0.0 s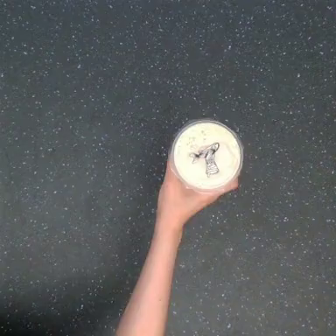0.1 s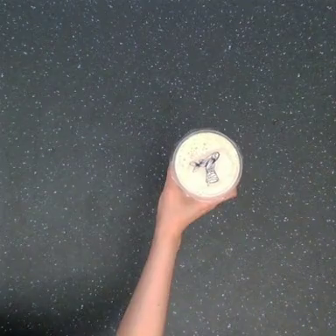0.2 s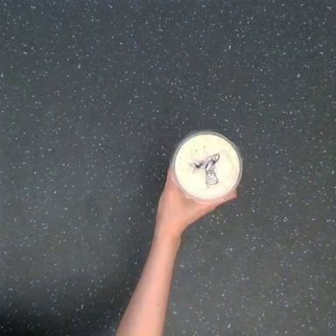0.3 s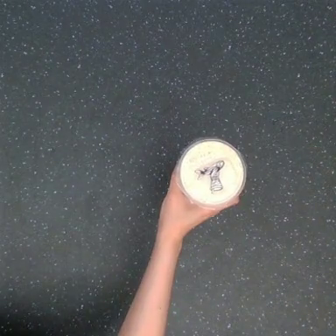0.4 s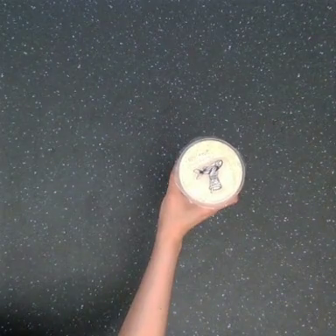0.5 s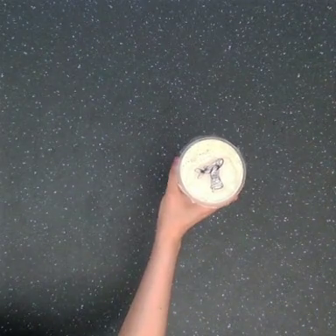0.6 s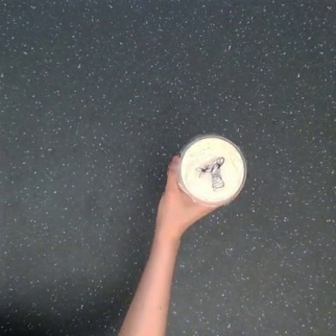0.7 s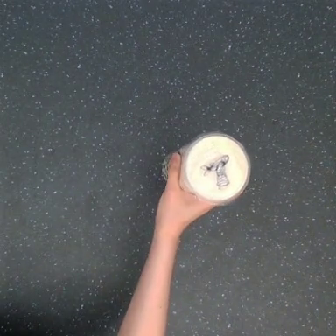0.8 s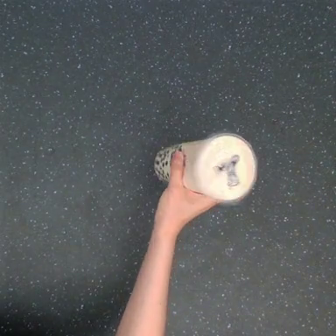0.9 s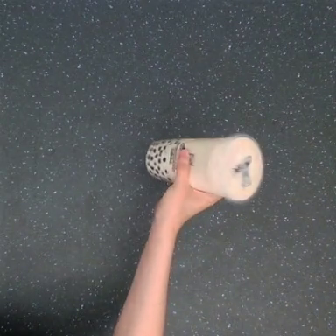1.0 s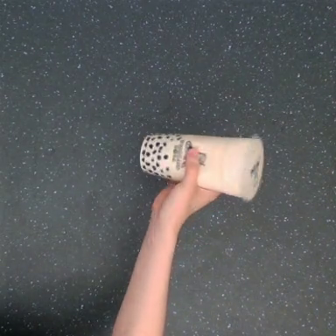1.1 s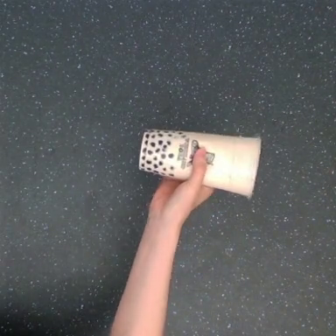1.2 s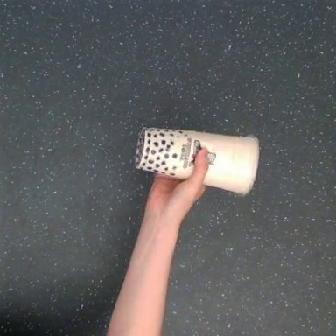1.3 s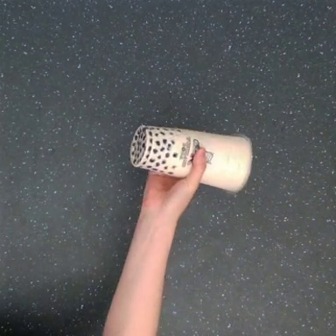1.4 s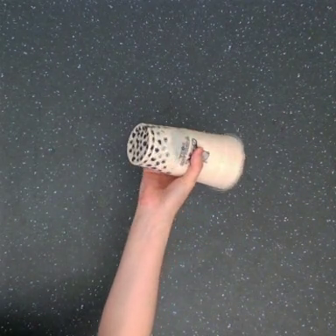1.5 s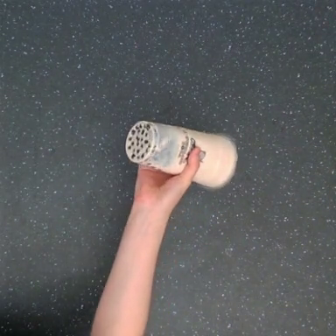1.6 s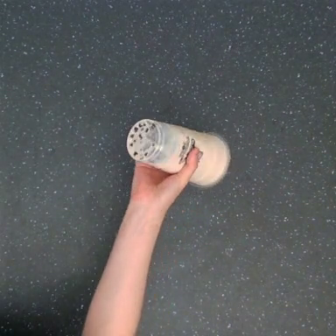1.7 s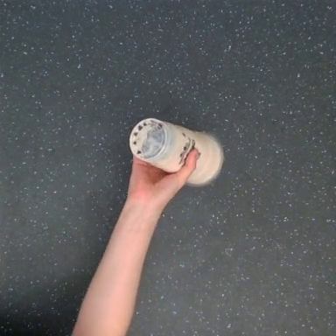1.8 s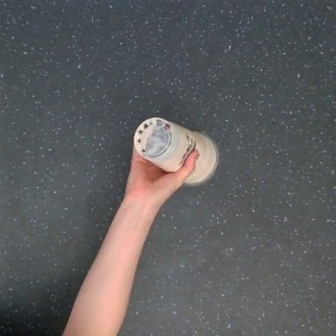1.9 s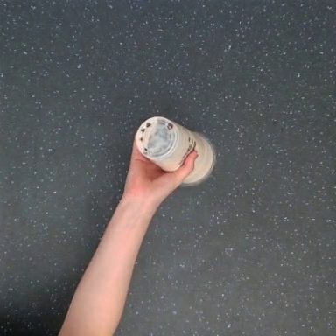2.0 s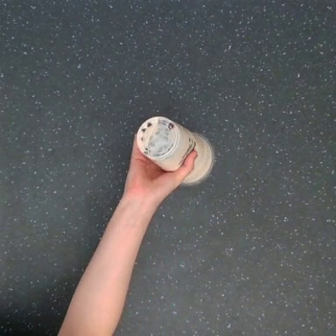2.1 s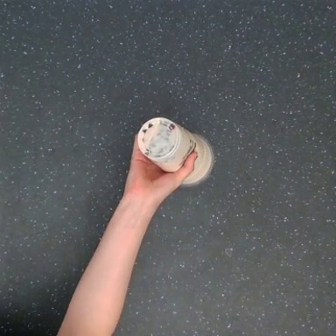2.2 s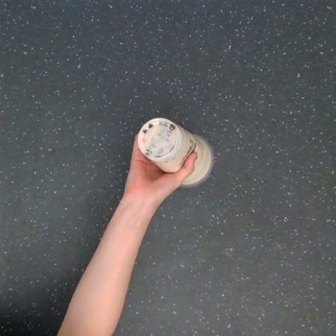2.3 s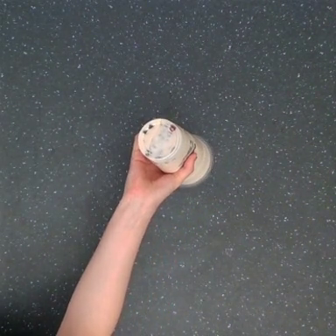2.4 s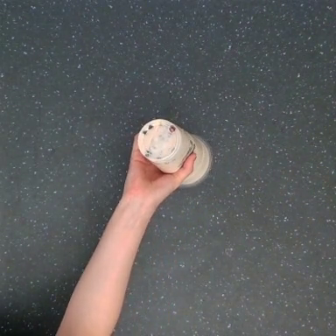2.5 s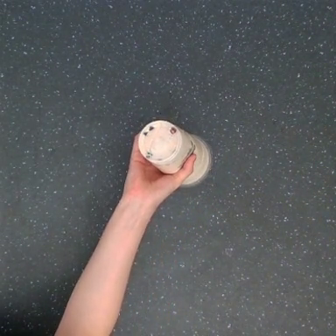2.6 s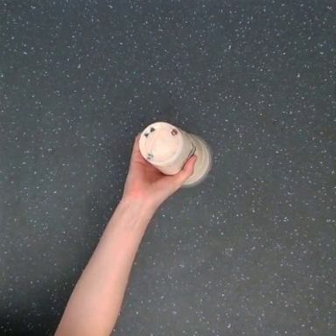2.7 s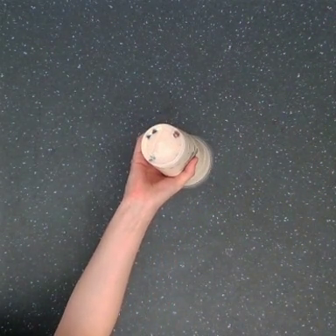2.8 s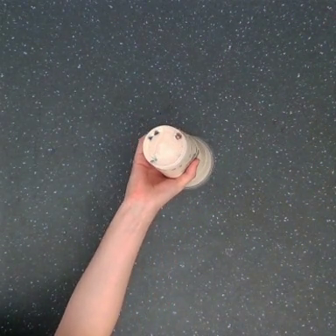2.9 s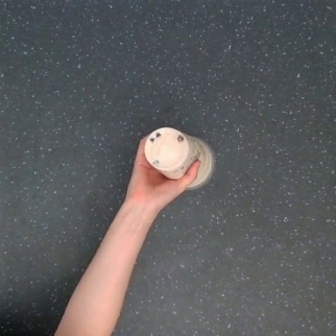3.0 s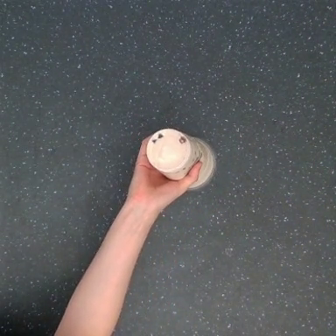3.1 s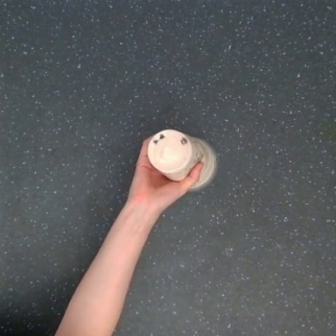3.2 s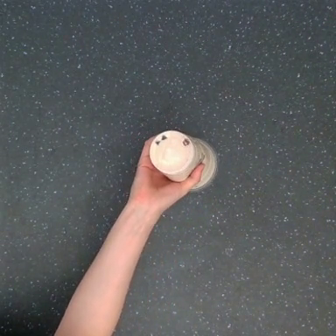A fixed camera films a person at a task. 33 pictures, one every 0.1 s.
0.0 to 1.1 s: The hand goes to the left.
1.1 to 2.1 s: The hand goes to the left and upward.
2.1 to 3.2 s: The hand moves only a little.
Task: shake the boba.
